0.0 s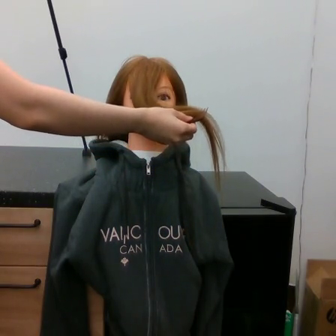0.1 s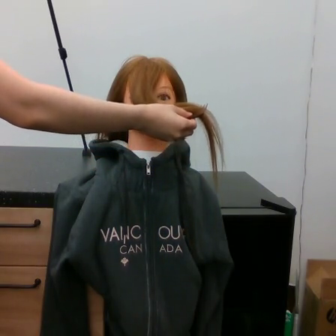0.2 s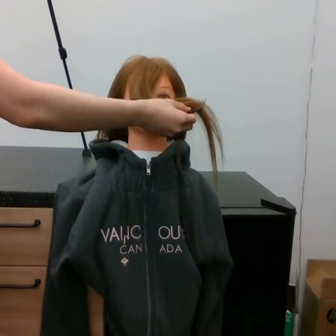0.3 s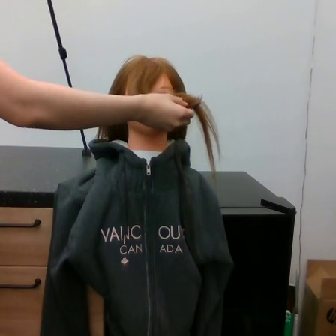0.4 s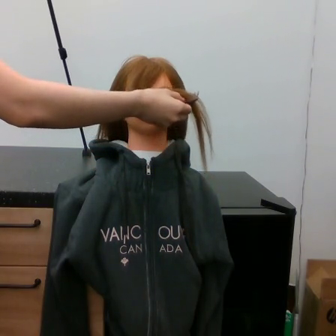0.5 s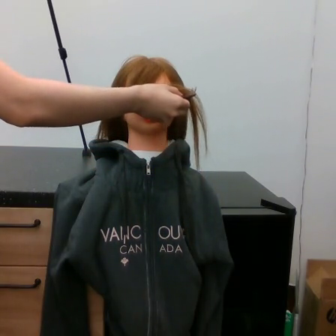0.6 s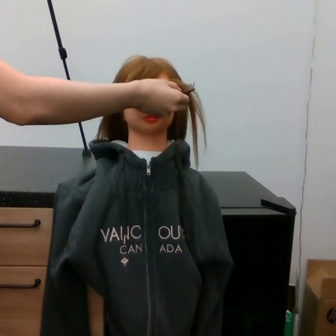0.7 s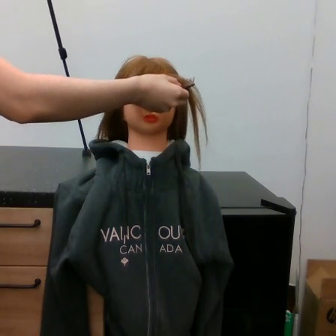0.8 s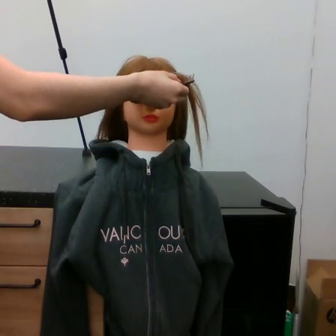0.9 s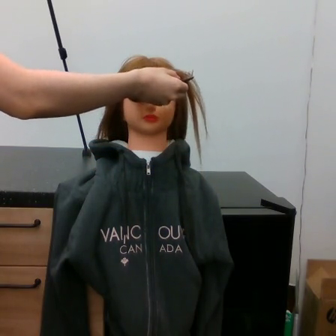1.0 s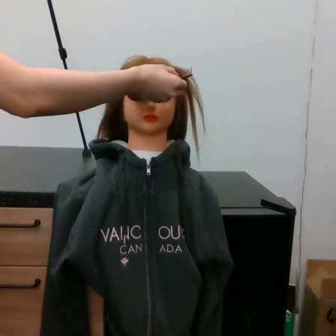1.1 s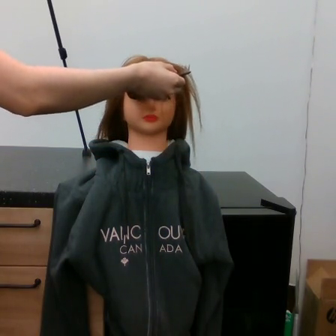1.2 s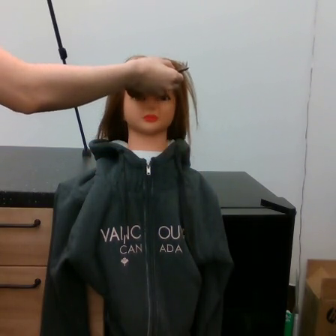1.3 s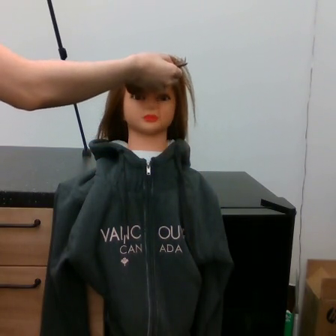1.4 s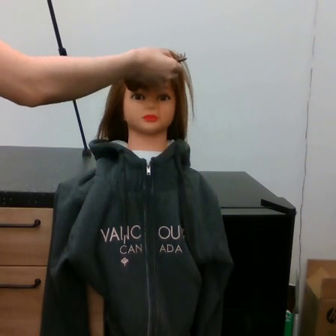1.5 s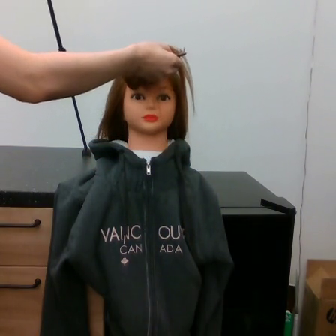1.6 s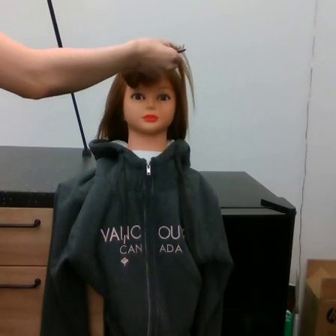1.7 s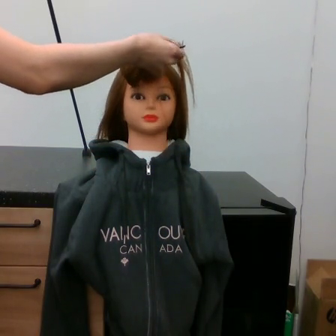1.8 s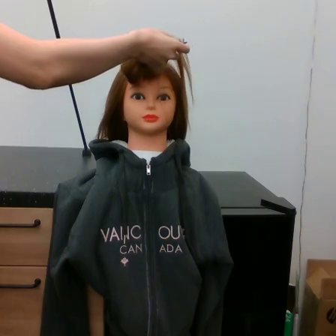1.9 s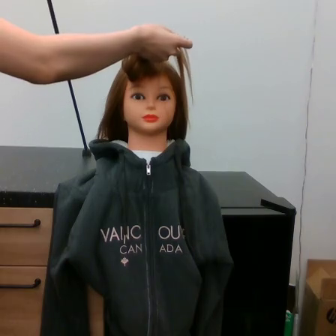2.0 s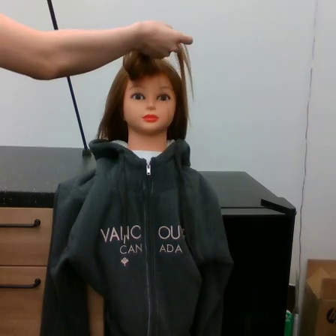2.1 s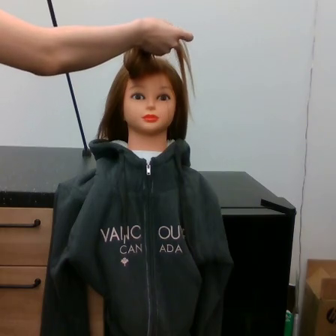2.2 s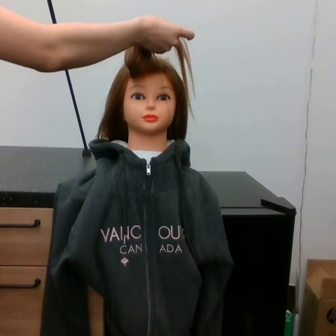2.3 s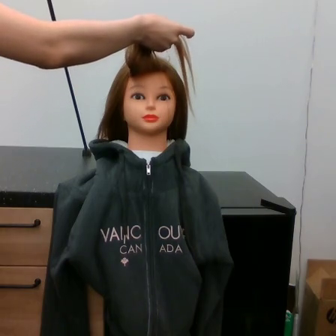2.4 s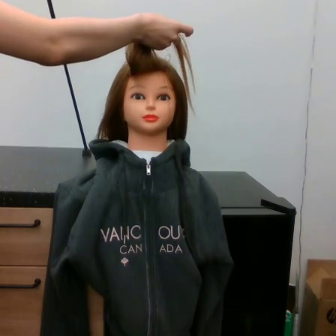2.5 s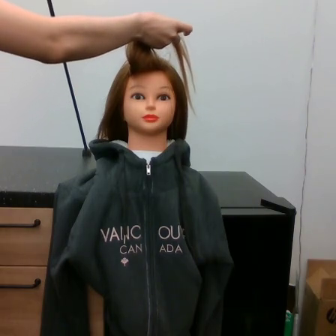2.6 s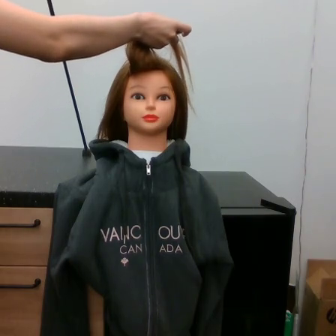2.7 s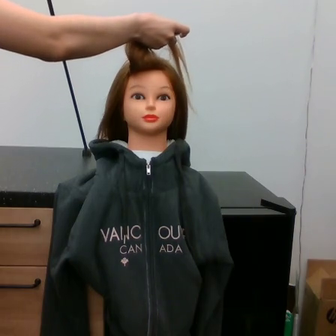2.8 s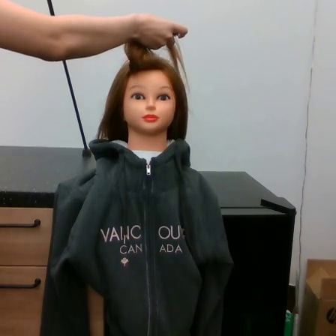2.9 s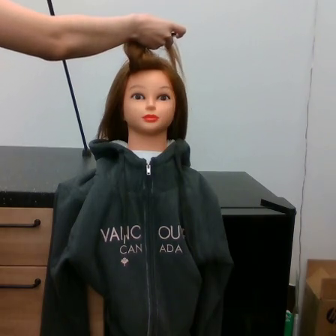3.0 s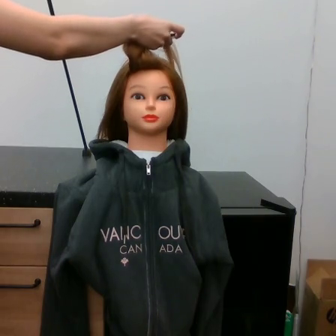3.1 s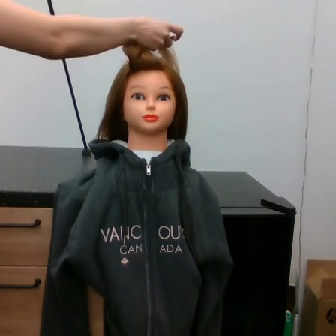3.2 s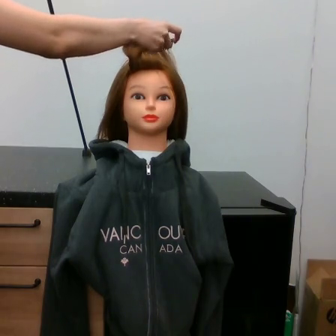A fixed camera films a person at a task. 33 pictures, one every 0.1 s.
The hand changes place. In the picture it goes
upward.
0.0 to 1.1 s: The hand goes upward.
1.1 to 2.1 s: The hand goes upward.
2.1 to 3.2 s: The hand moves only a little.
Task: tidy front hair.
